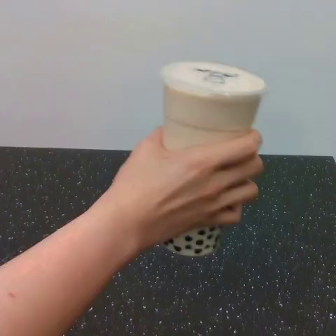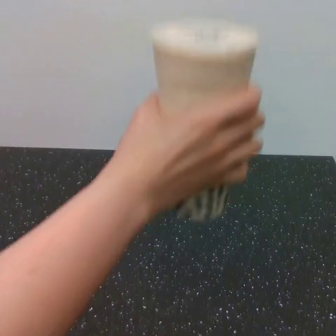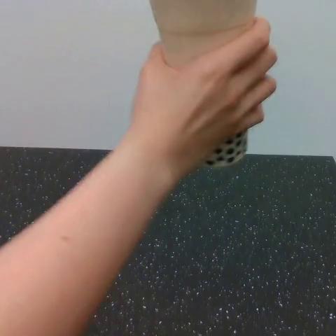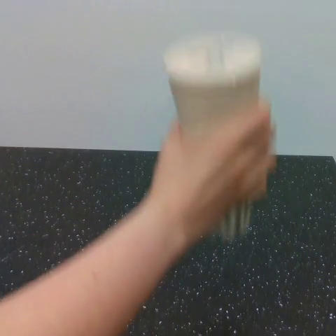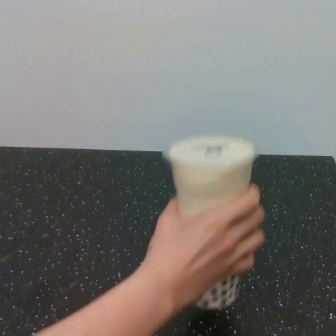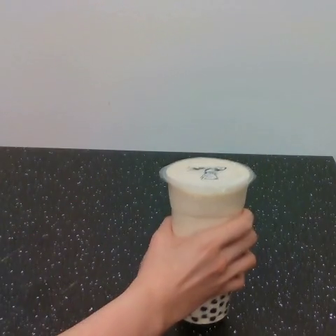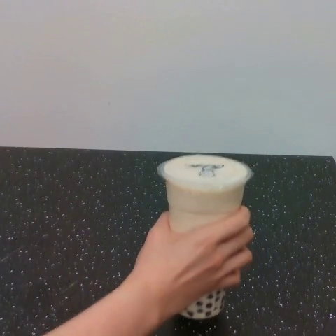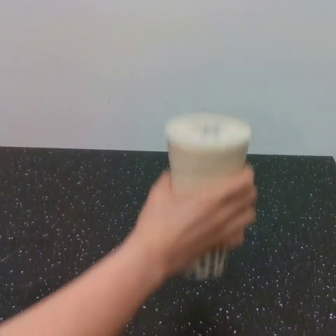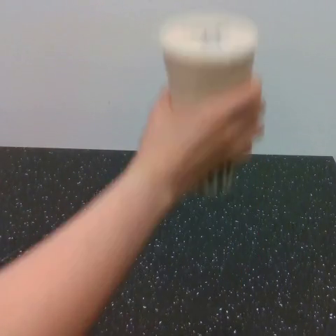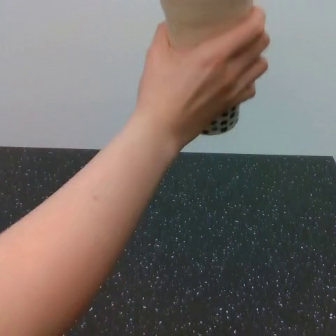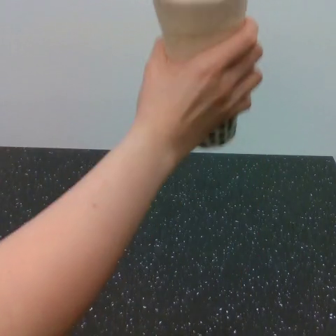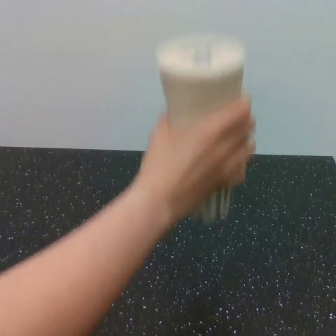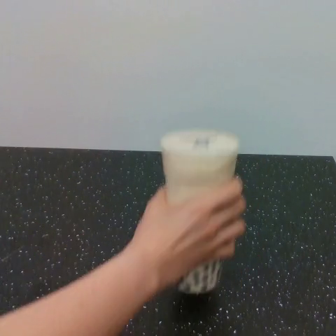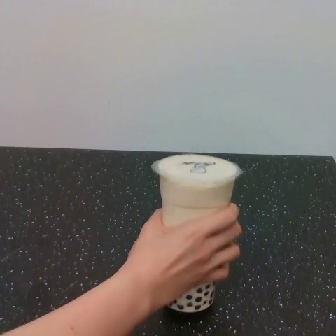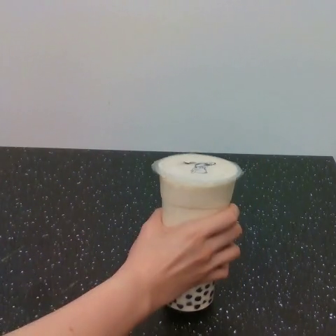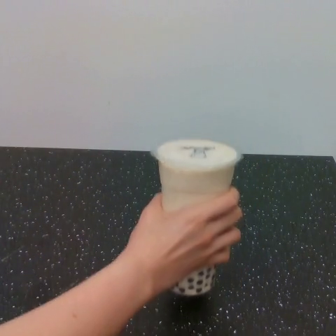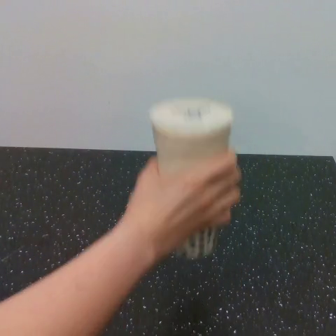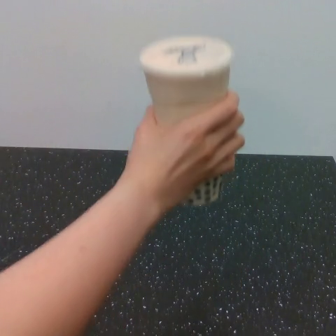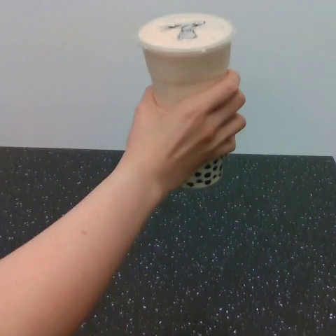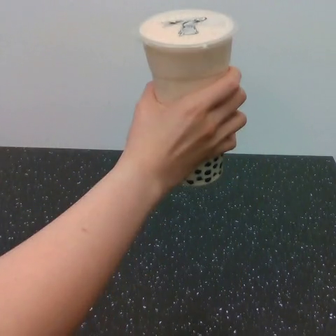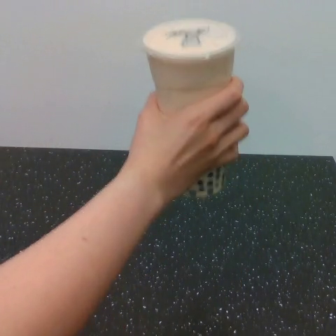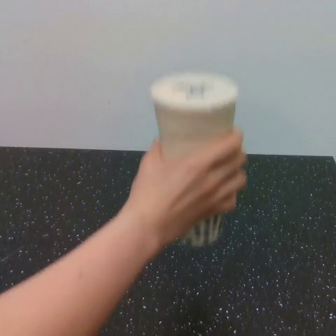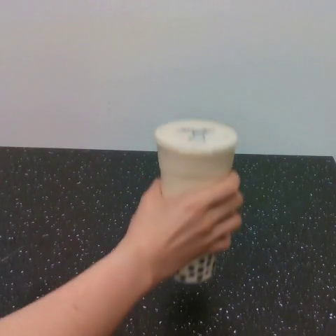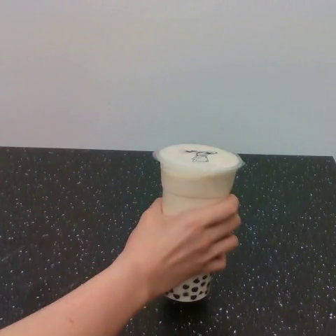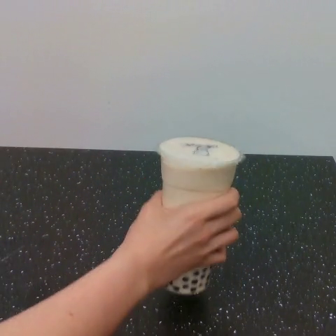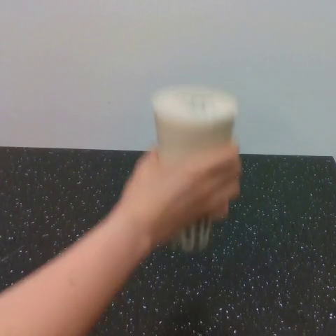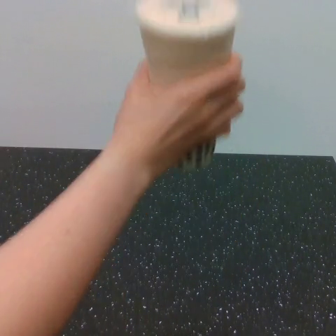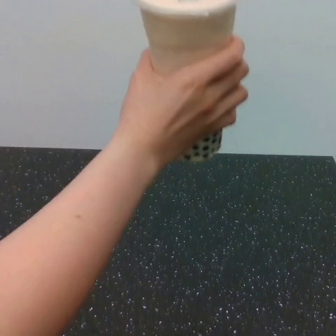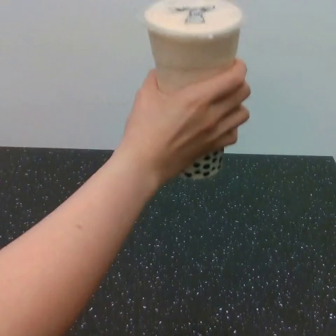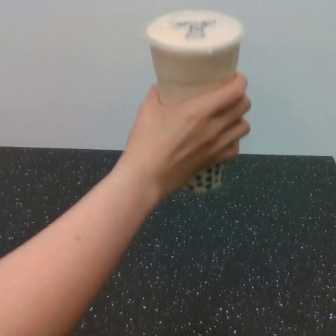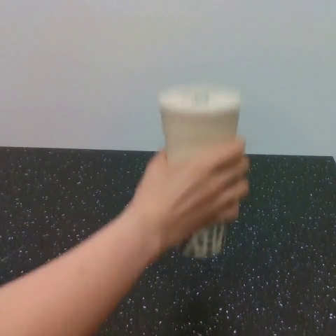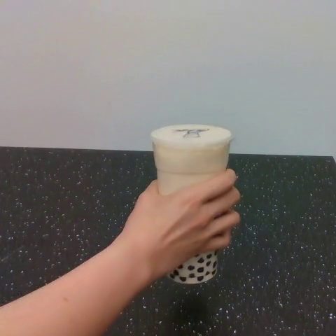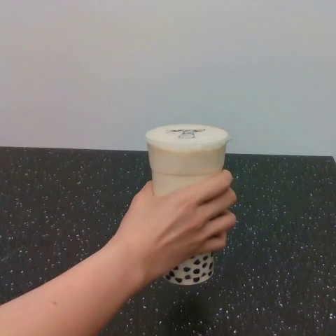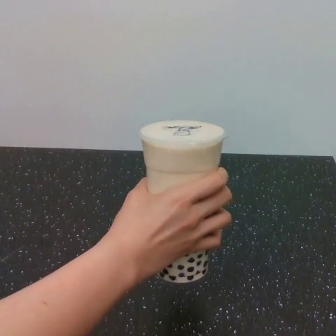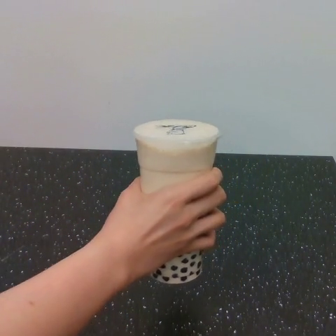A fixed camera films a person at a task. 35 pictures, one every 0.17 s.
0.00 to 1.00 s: The hand goes upward, then downward.
1.00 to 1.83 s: The hand goes upward, then downward.
1.83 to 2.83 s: The hand goes downward, then upward.
2.83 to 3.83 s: The hand goes downward.
3.83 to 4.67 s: The hand goes upward, then downward.
4.67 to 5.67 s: The hand goes downward.
Task: shake the boba.
Motion: move up and down, repeating this sequence 4 times.
